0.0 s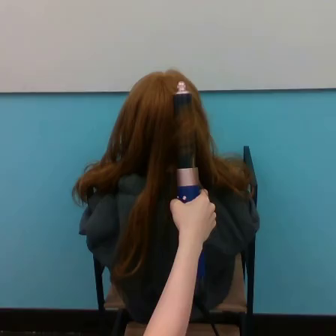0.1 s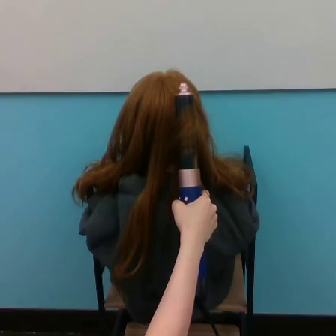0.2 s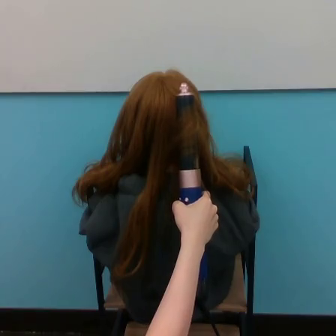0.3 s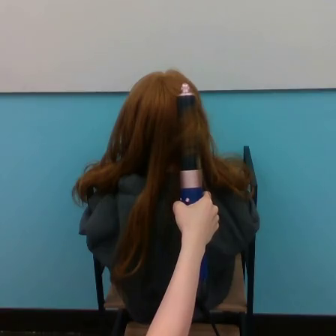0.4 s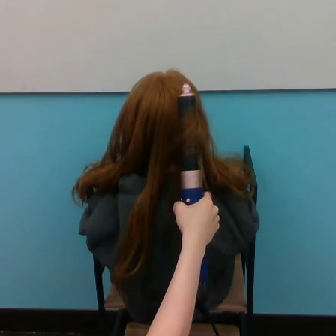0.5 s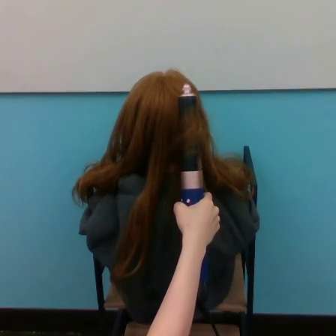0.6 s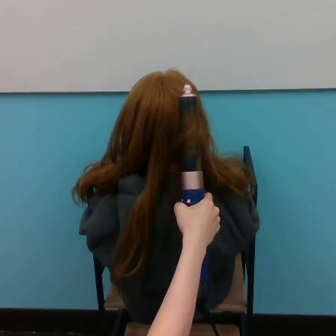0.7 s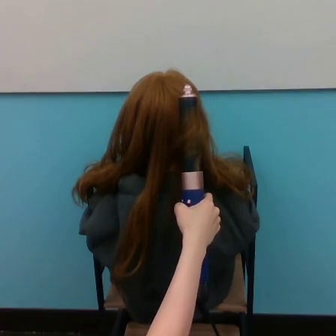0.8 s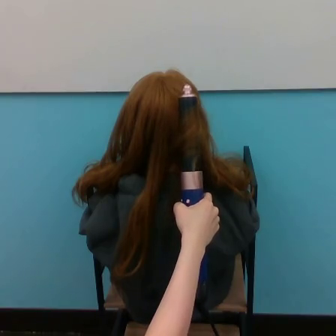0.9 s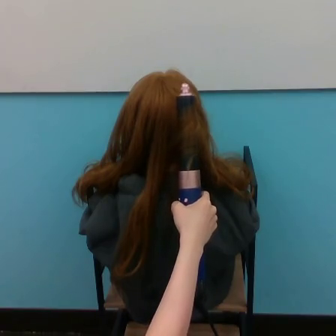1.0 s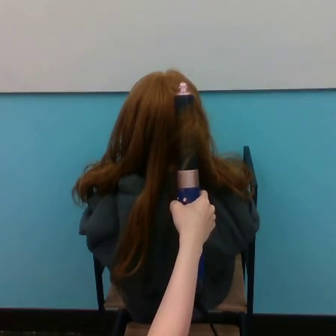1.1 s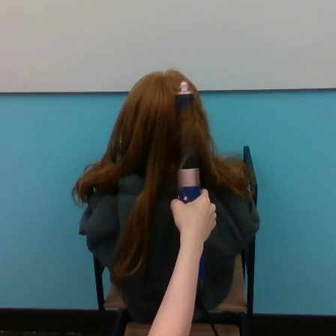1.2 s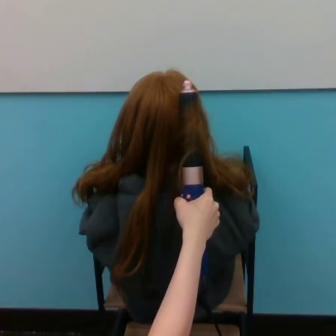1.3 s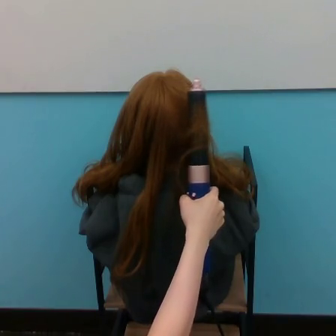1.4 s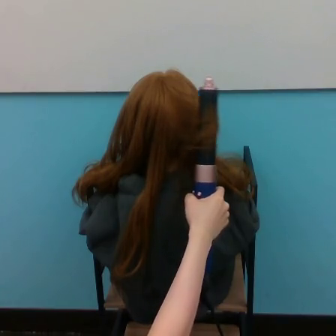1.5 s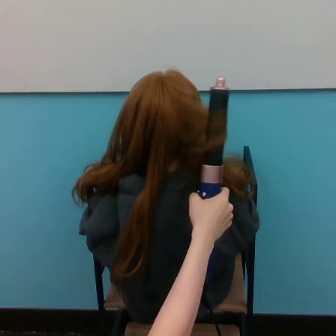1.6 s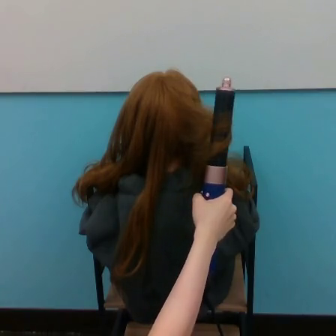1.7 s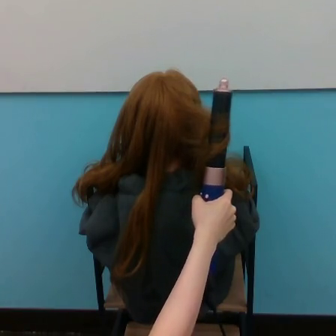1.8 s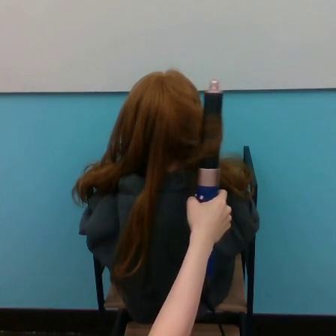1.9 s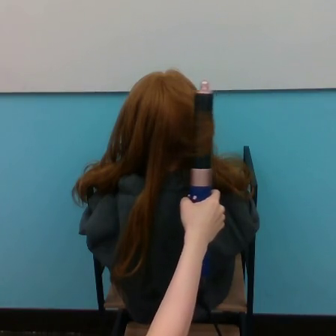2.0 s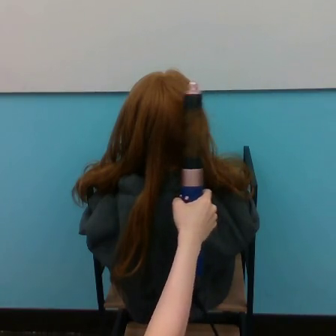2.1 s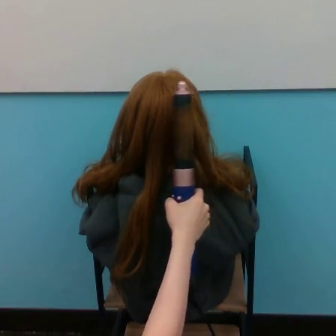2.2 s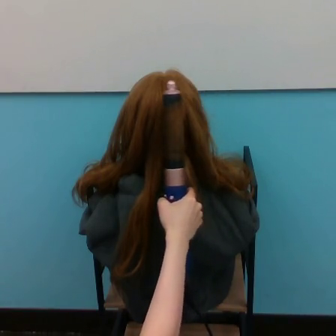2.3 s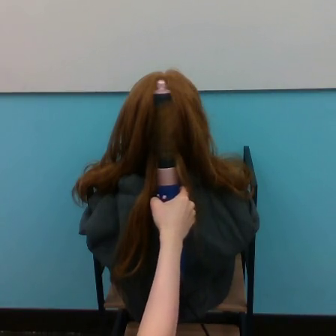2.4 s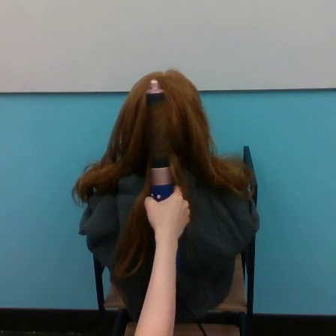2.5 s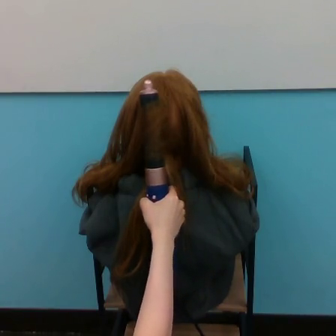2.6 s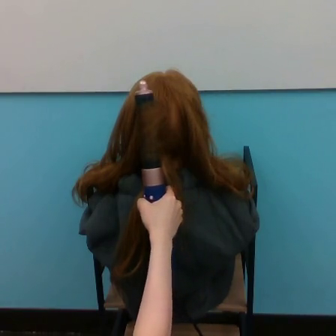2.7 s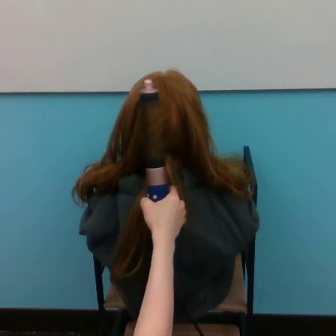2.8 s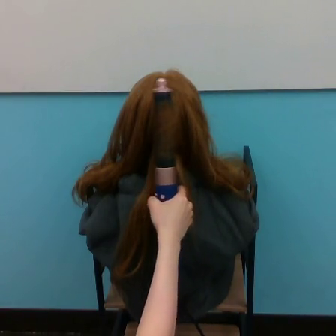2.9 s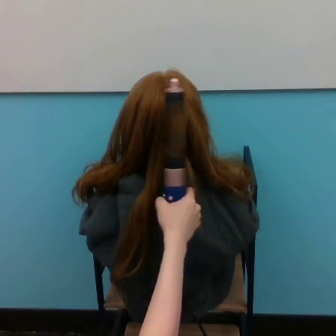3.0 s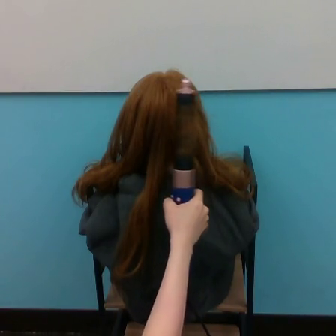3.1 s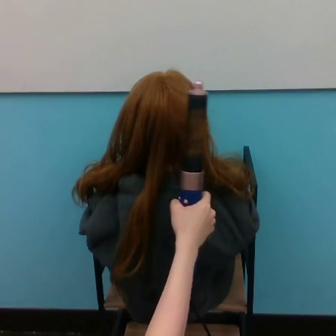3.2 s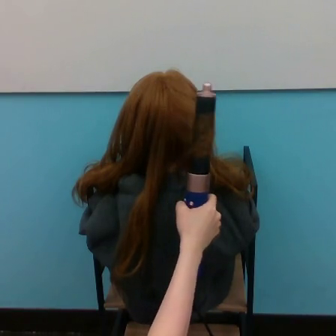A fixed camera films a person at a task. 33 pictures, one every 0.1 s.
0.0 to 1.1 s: The hand moves only a little.
1.1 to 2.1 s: The hand goes to the right, then to the left.
2.1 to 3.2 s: The hand goes to the left, then to the right.
Task: curl hair.
